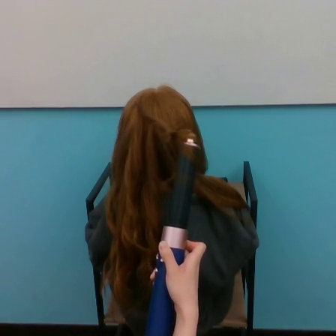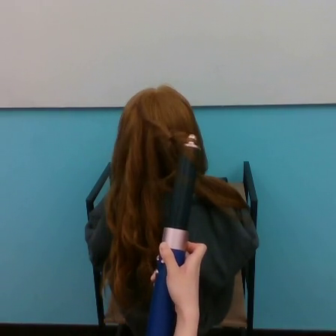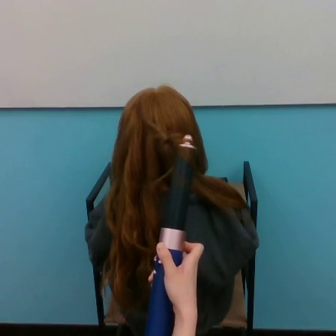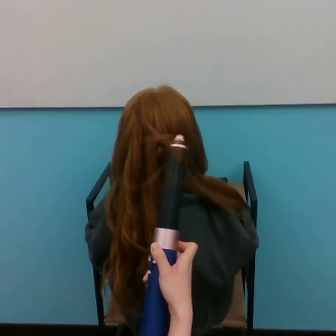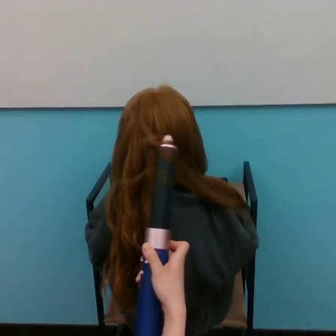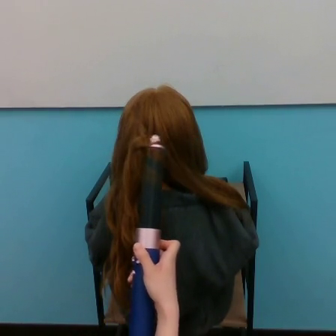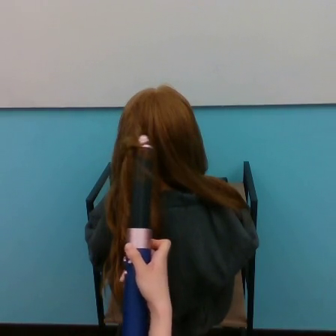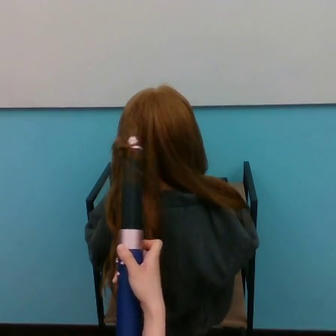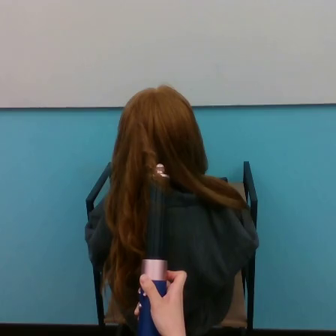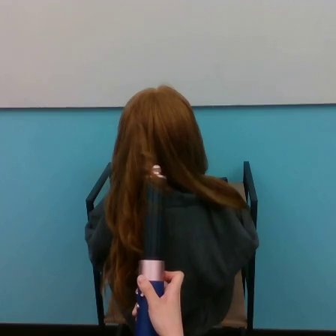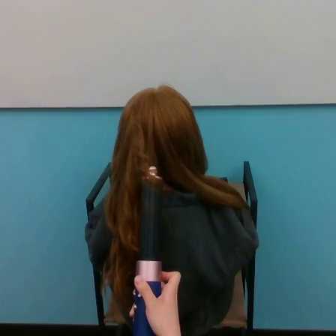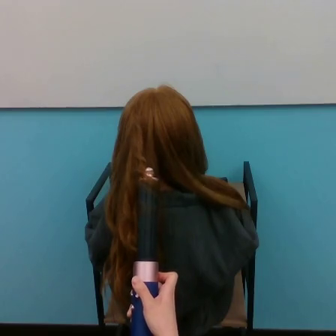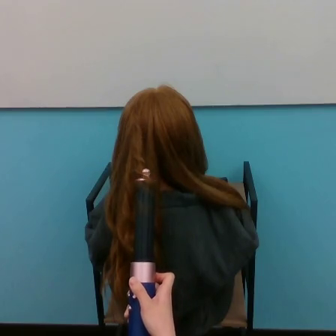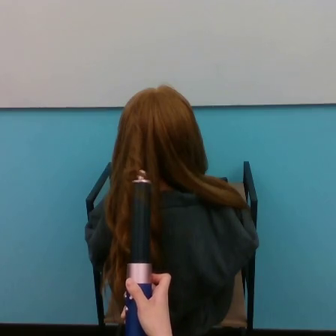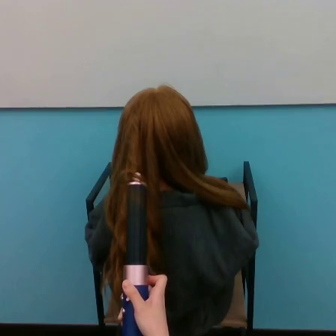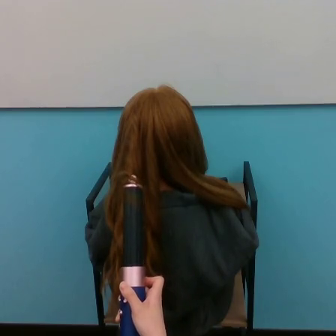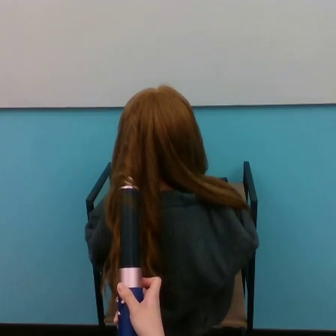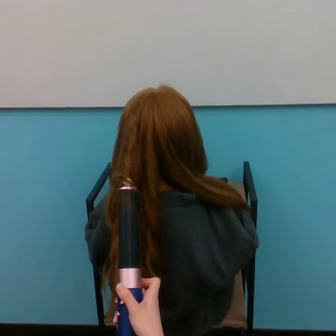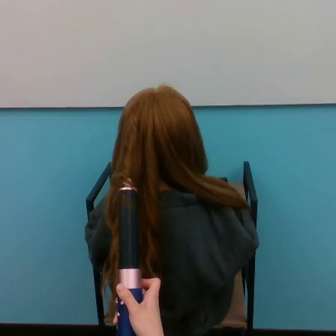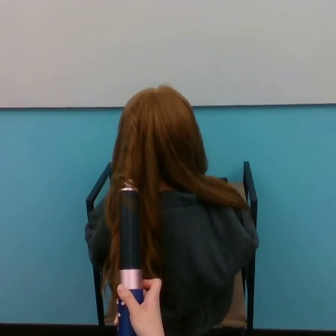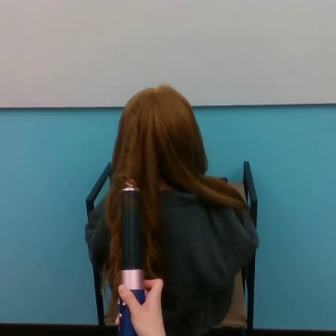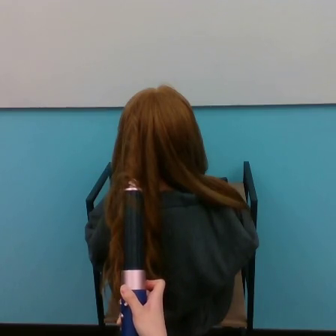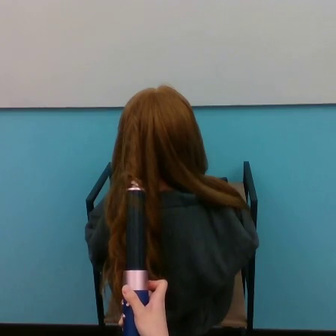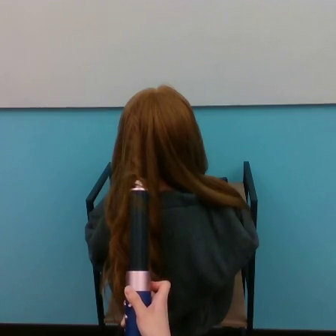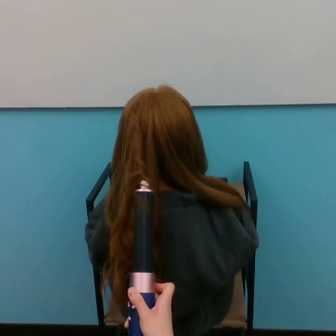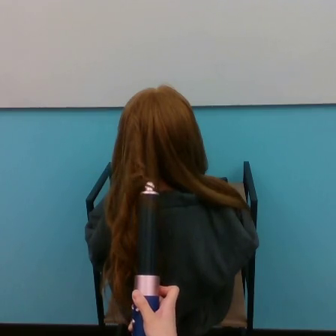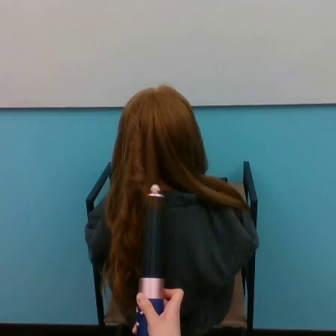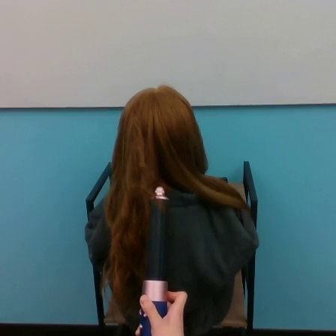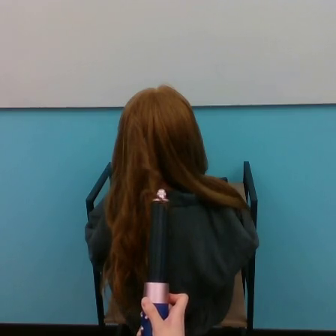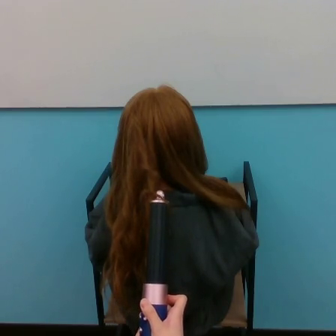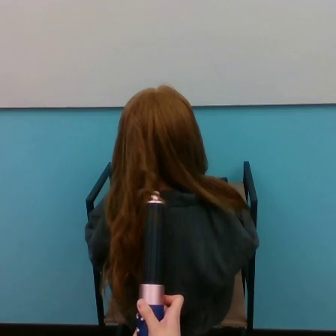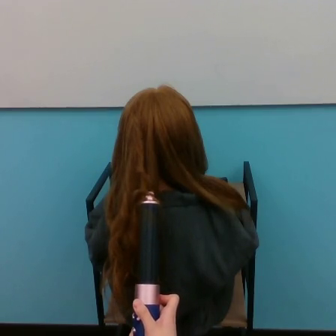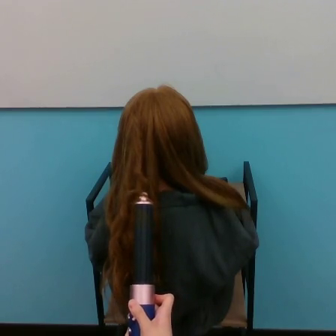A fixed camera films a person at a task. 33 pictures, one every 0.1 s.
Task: curl hair.
0.0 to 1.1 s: The hand goes downward and to the left.
1.1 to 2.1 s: The hand goes to the left, on a counterclockwise arc.
2.1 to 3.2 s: The hand stays where it is.
